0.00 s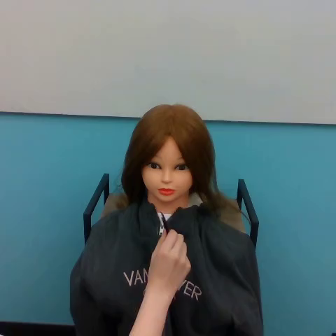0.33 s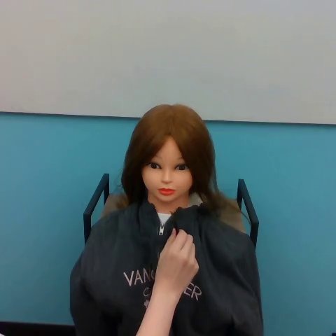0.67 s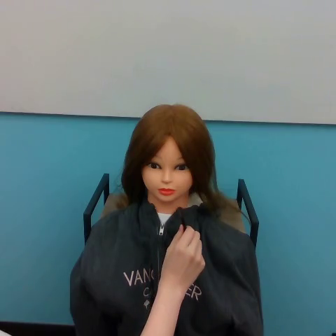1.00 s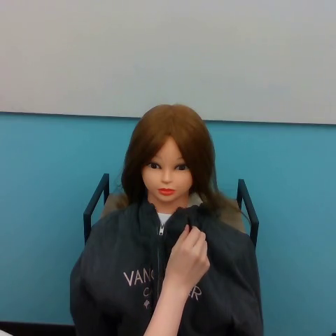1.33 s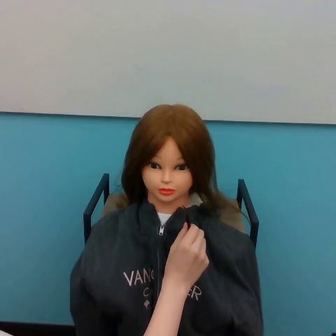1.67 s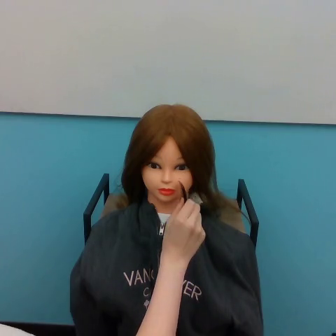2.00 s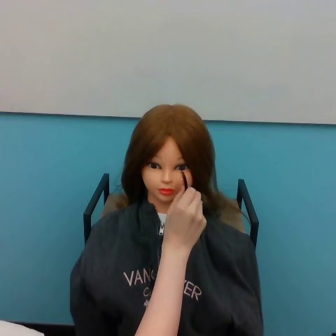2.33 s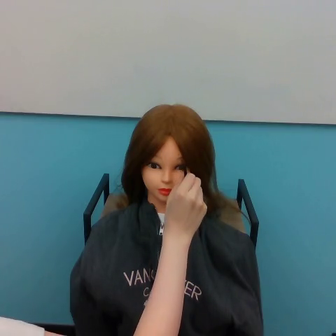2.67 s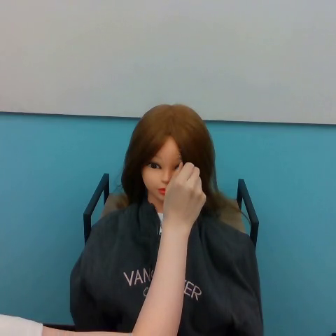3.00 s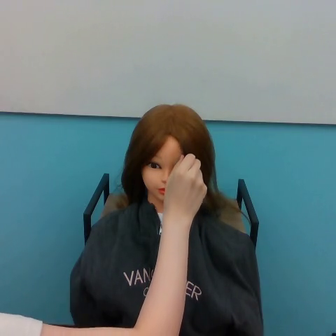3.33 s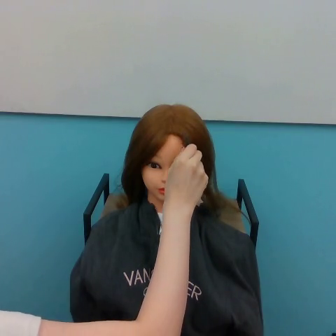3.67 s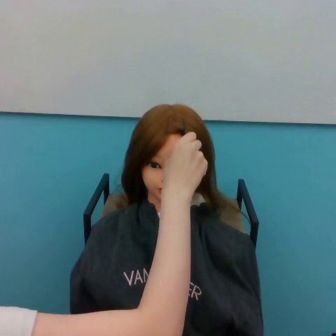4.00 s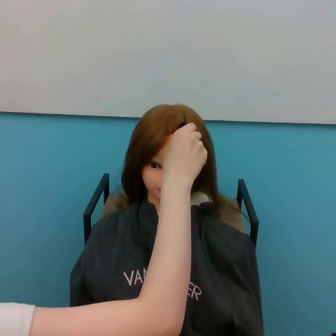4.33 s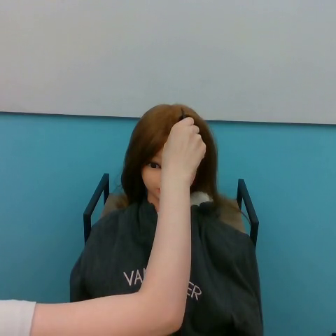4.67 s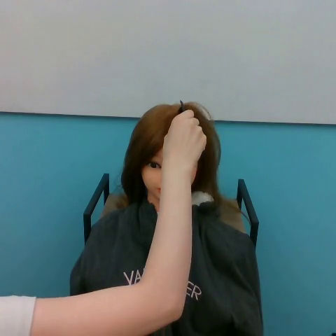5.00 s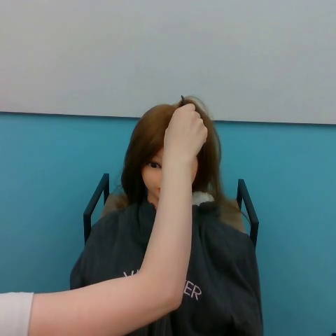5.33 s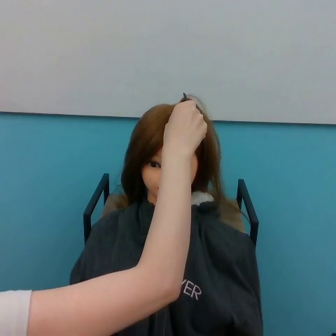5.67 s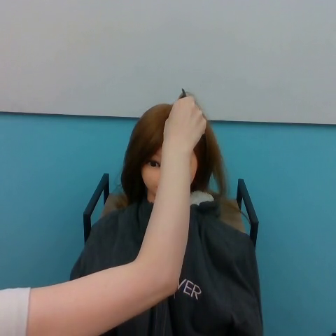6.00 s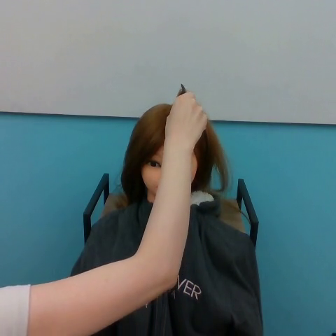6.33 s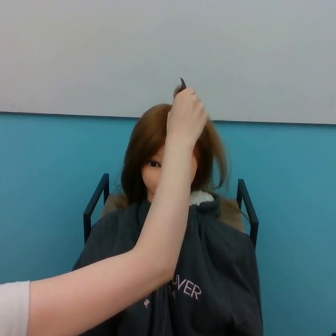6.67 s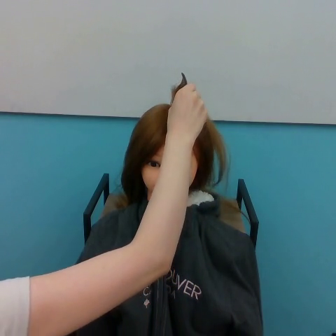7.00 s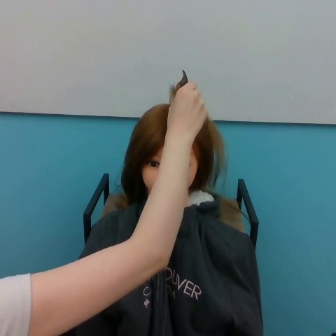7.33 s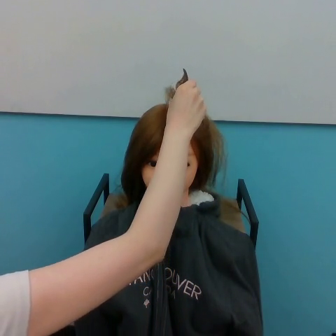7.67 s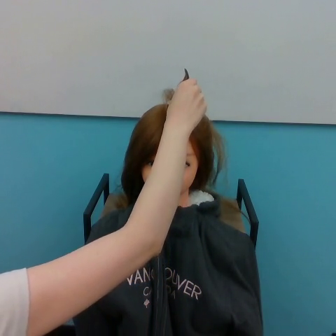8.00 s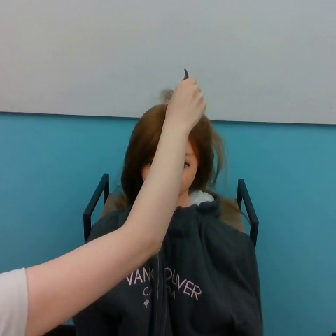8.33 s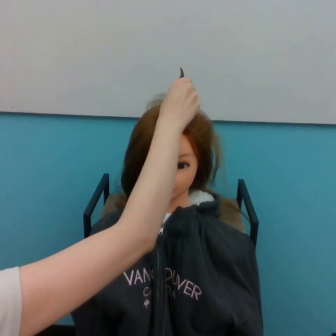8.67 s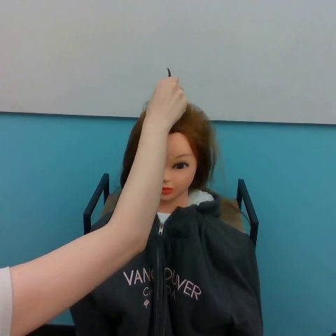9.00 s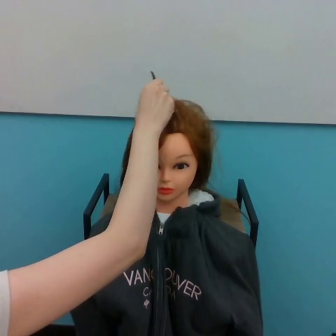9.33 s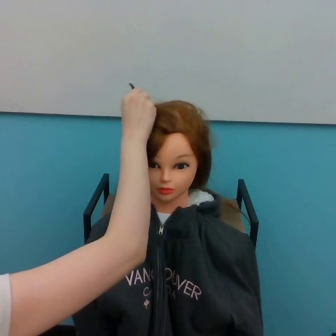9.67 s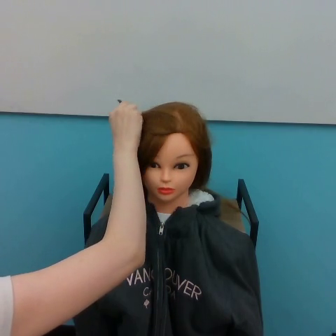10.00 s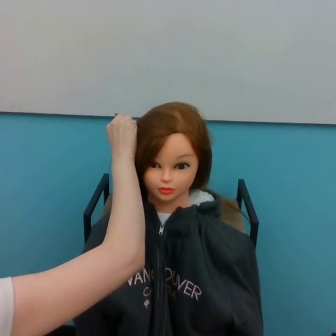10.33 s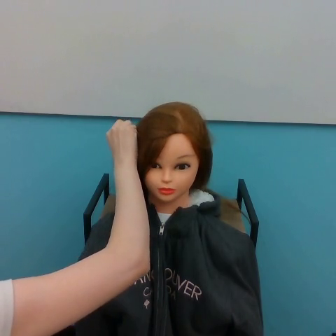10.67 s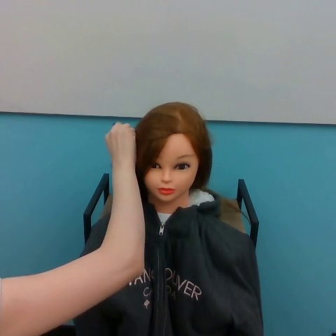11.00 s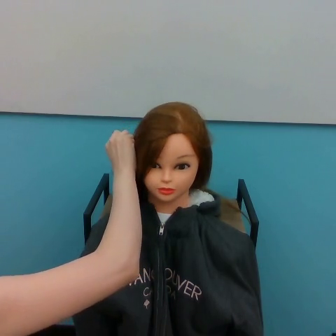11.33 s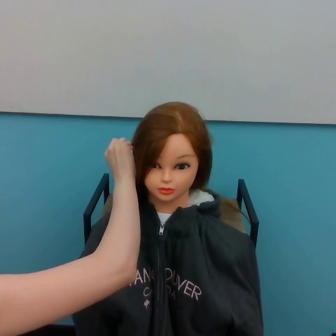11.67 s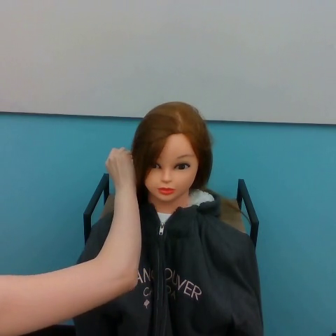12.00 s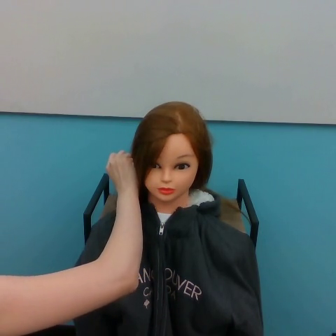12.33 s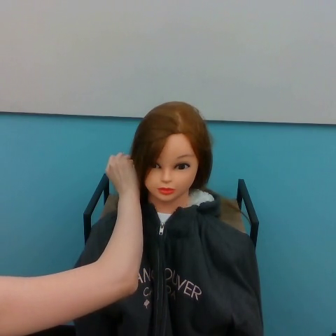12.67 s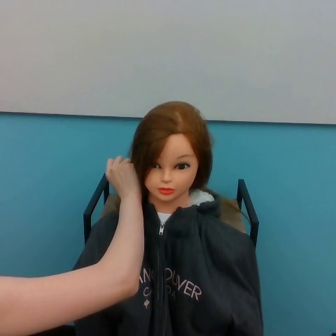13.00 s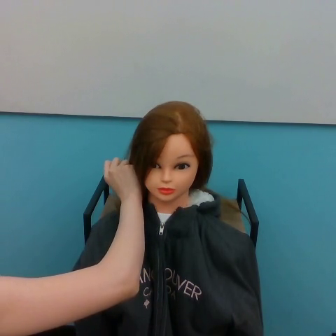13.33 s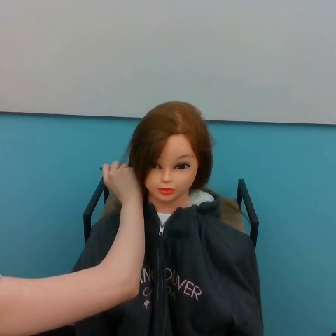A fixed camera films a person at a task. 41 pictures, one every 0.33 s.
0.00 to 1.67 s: The hand goes upward and to the right.
1.67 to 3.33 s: The hand goes upward.
3.33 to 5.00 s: The hand goes upward.
5.00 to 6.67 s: The hand goes upward.
6.67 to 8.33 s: The hand moves only a little.
8.33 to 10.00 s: The hand goes to the left and downward.
10.00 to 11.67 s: The hand goes downward.
11.67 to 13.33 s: The hand goes downward.
Task: part hair.
Motion: move to the right, move upward, then move downward and to the left following a concave curve.
